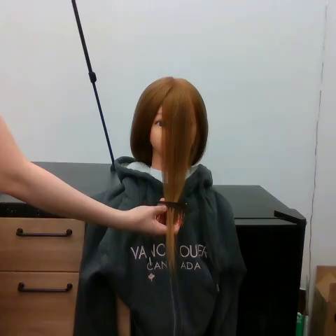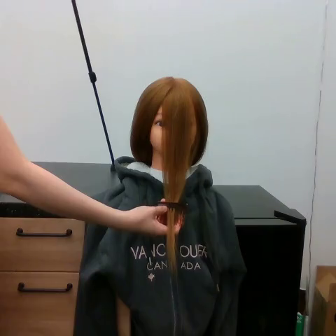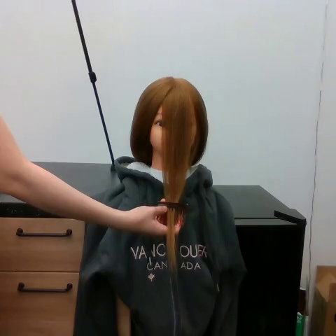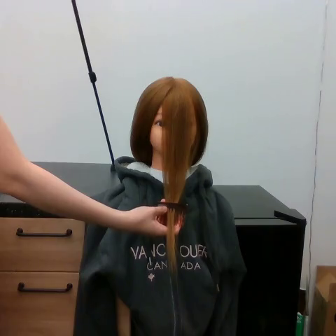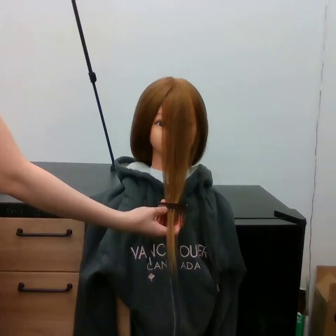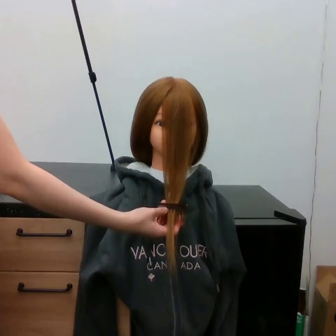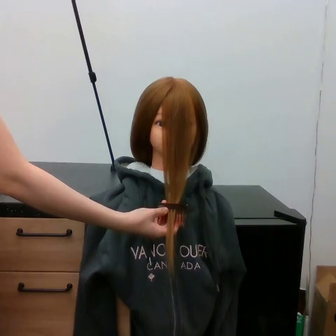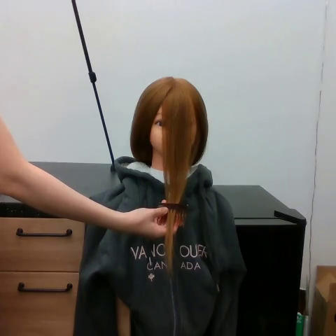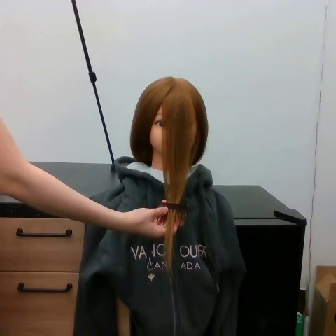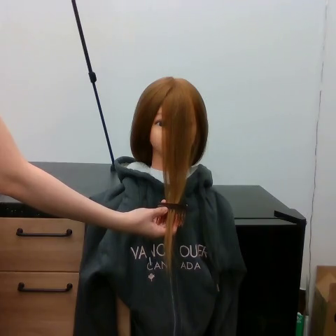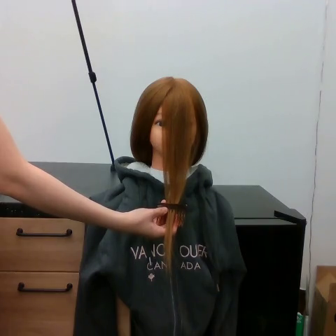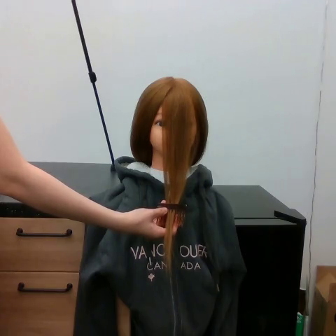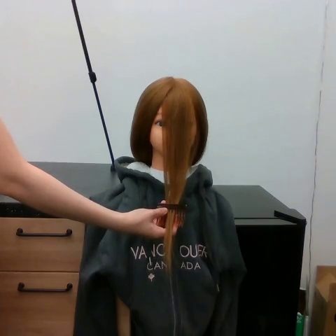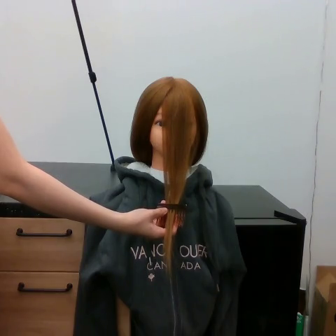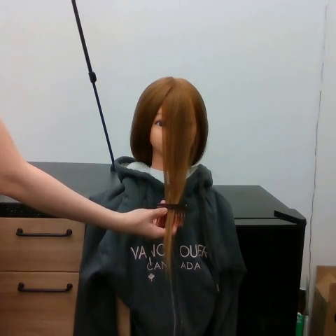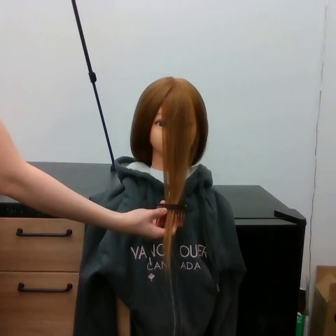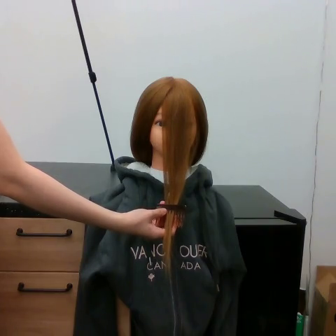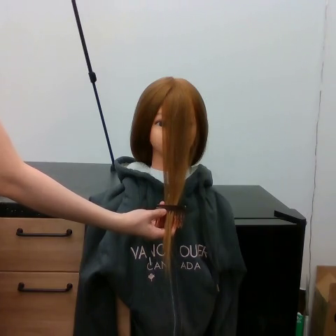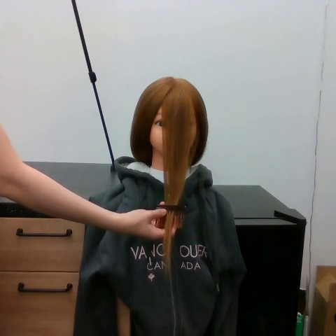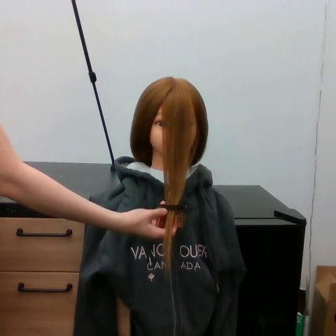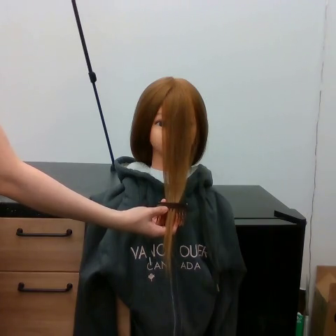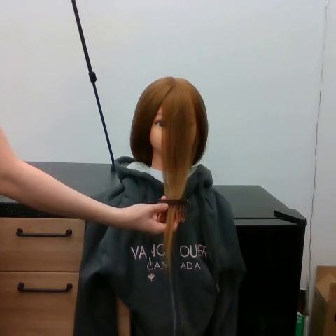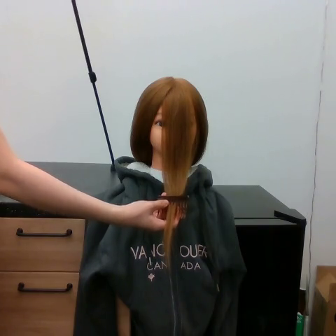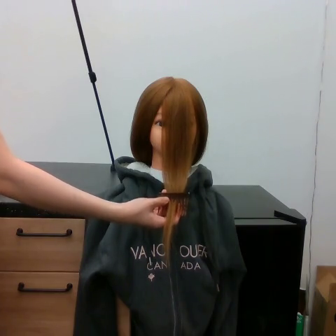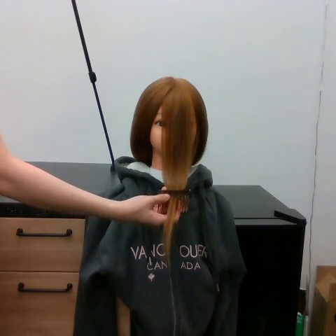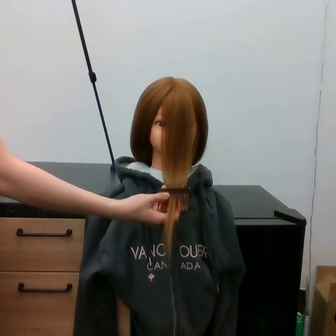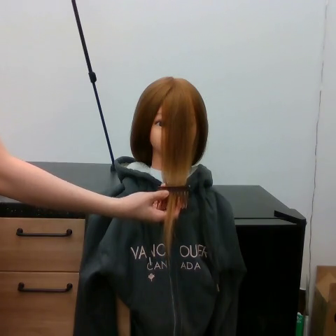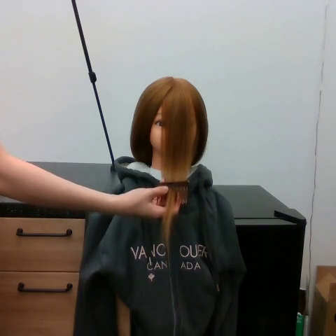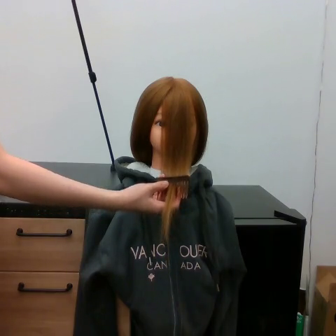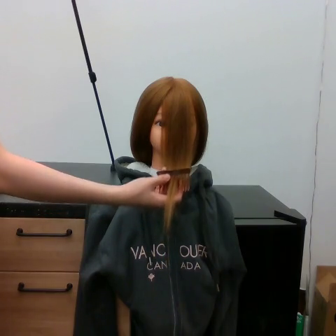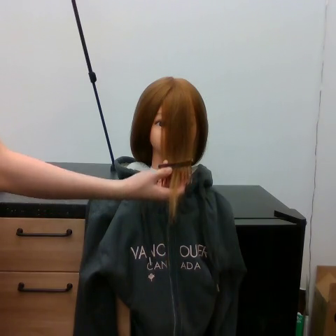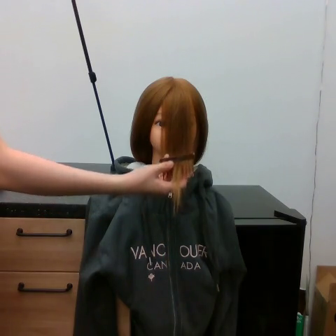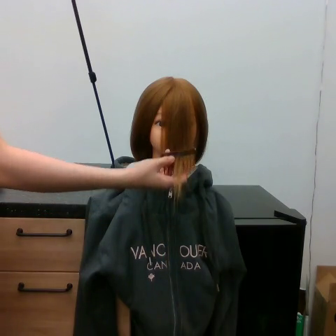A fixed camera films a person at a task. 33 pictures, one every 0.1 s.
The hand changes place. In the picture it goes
upward.
0.0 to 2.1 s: The hand moves only a little.
2.1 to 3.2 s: The hand goes upward.
Task: tidy front hair.
